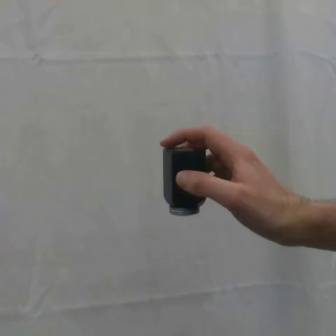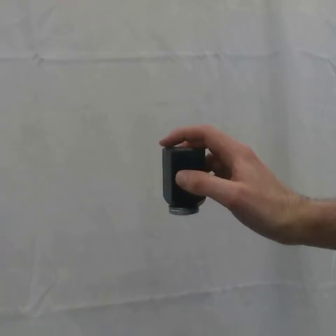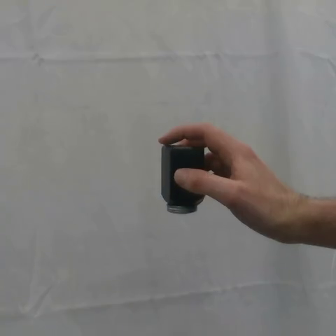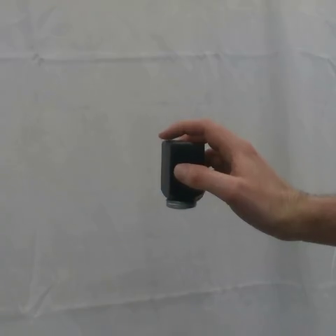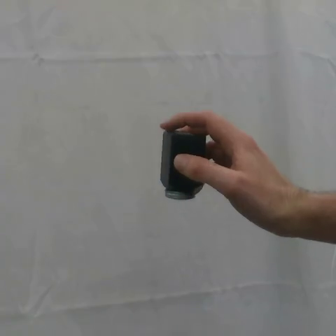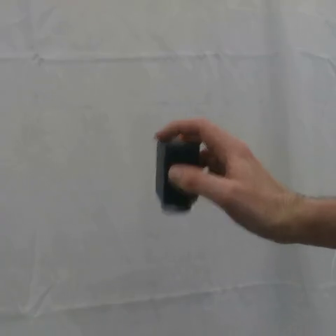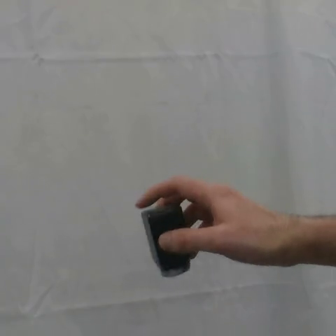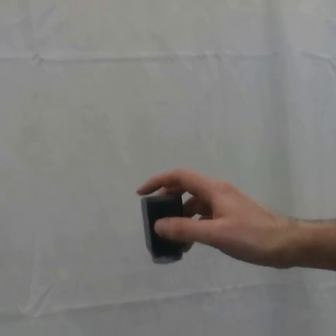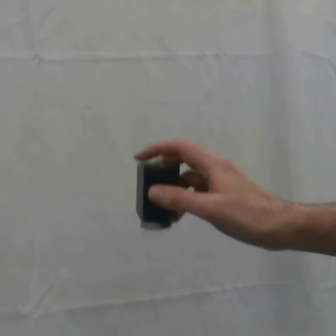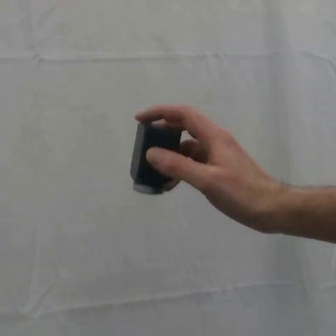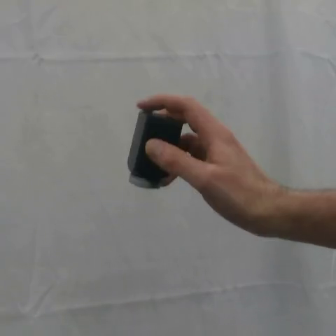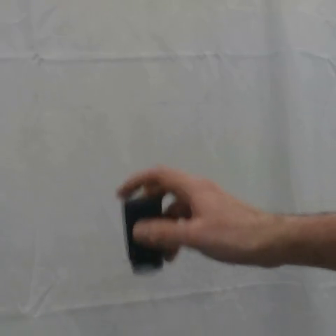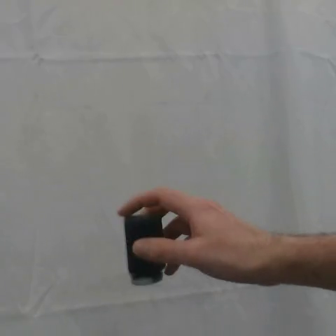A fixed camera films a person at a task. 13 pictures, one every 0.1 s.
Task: shake the salt shaker.
Motion: move up and down two times.
0.0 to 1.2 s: The hand goes downward and to the left.
